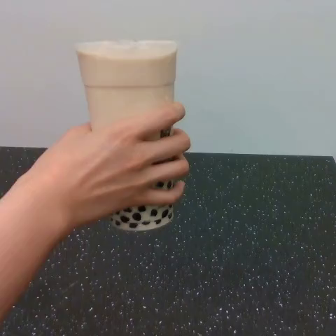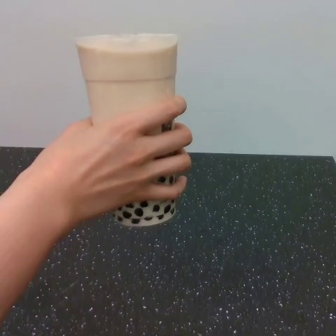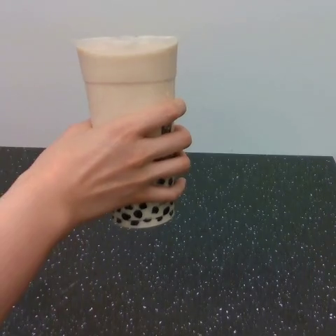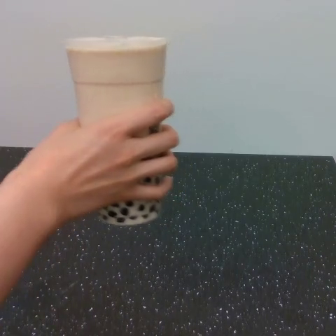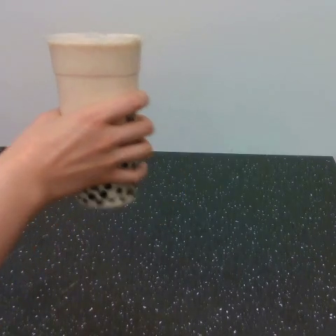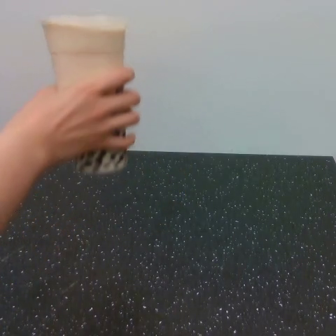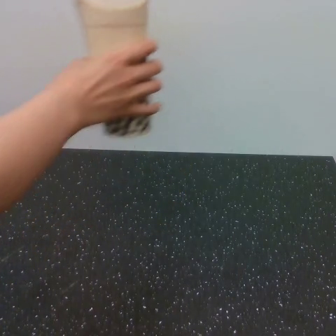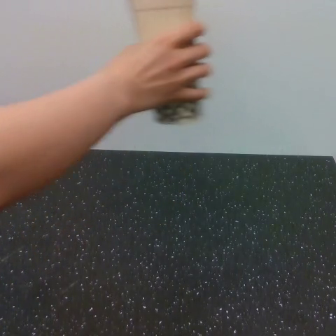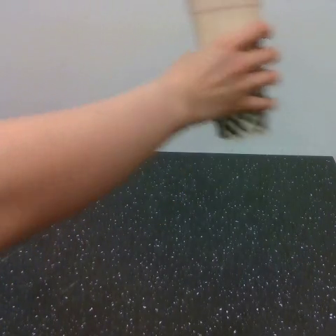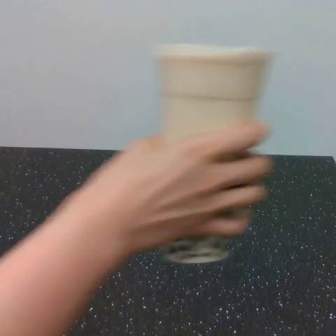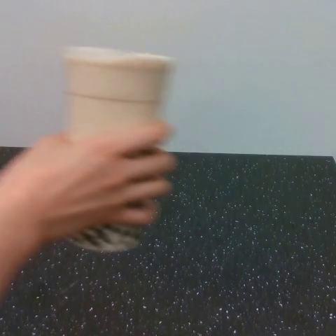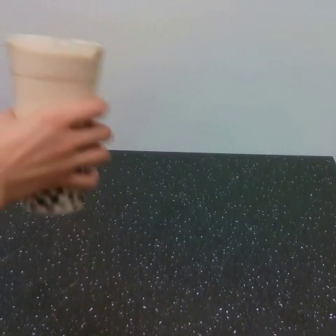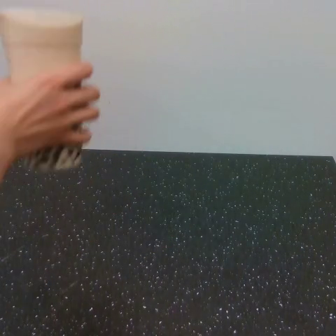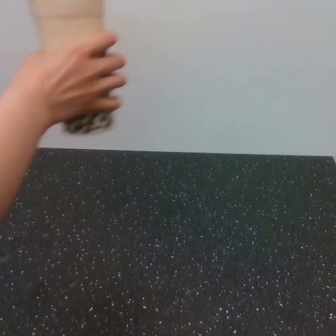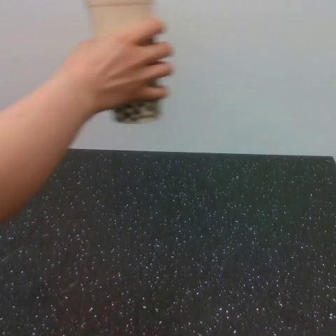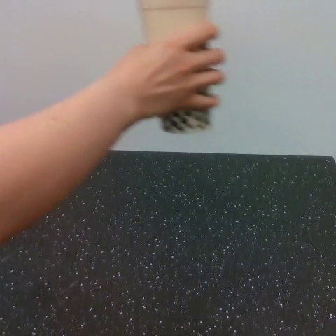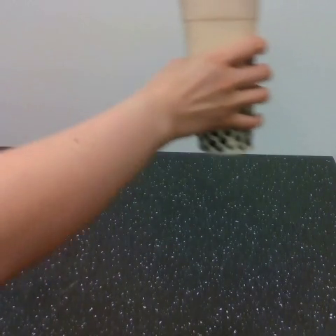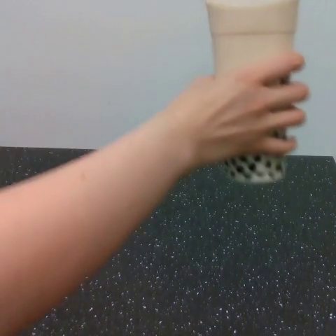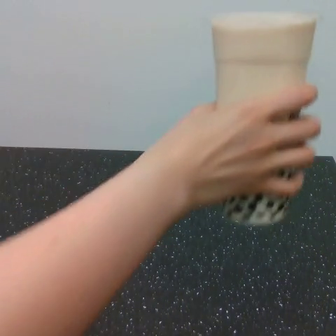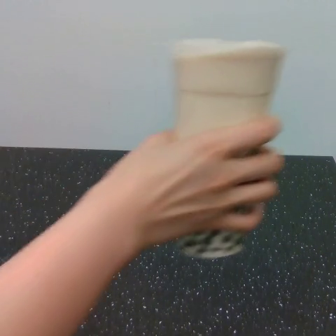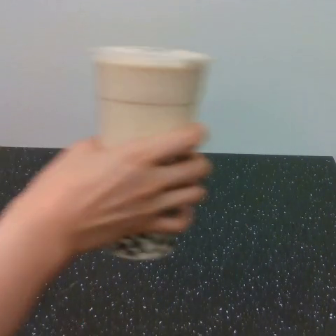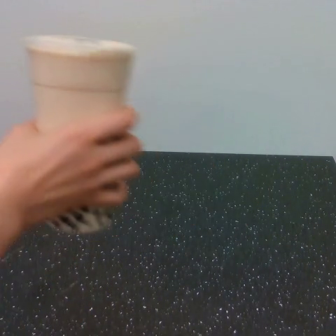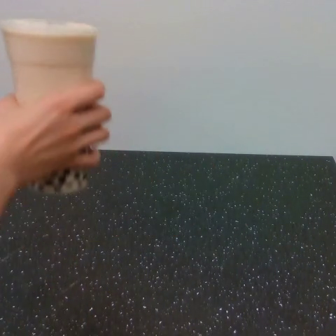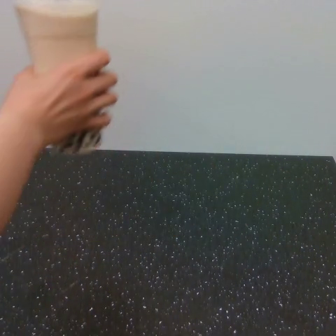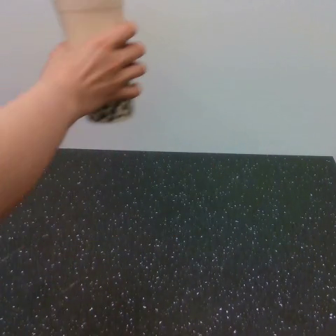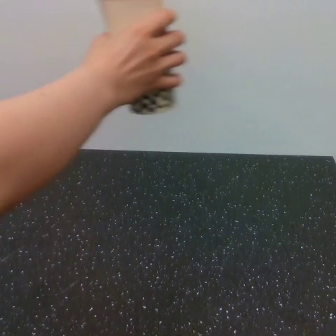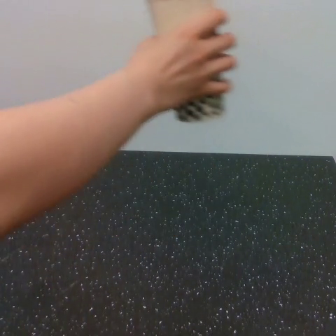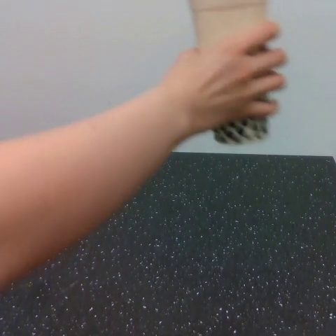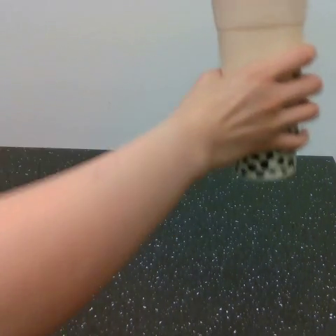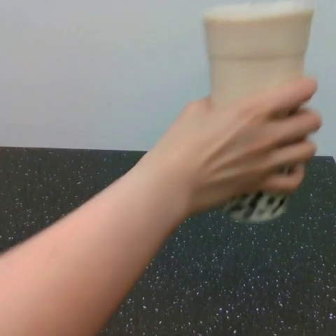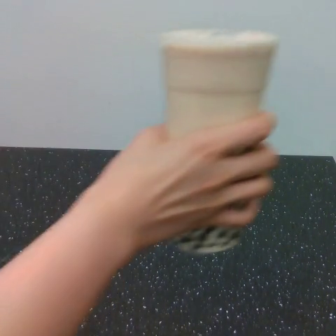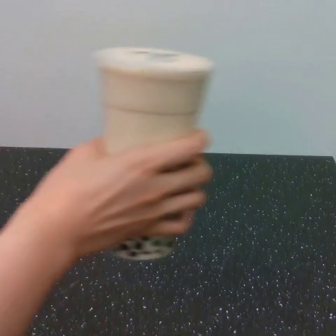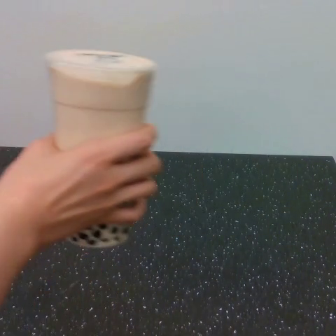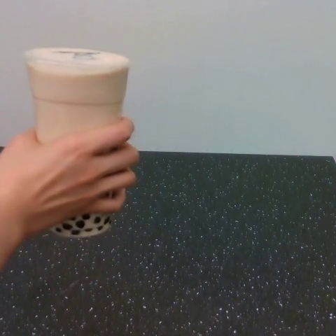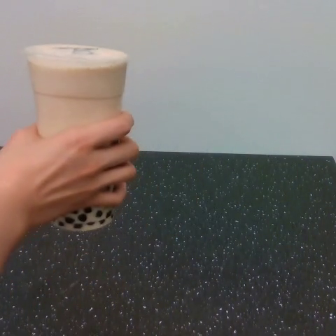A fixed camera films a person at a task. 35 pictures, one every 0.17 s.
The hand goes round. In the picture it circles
clockwise.
0.00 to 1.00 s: The hand goes upward.
1.00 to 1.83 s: The hand goes to the right and downward, then to the left, on a clockwise arc.
1.83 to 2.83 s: The hand goes to the right, on a clockwise arc.
2.83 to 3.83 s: The hand goes to the left, then upward, on a clockwise arc.
3.83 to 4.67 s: The hand goes to the right, on a clockwise arc.
4.67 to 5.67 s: The hand goes to the left, on a clockwise arc.
In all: It circles clockwise, turning through about 1080 degrees.
Task: shake the boba.
Motion: make 3 circular motions clockwise.
